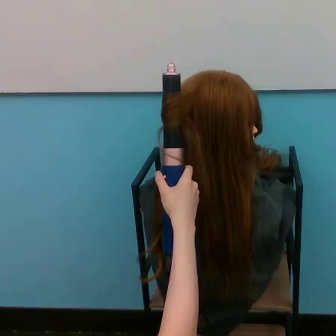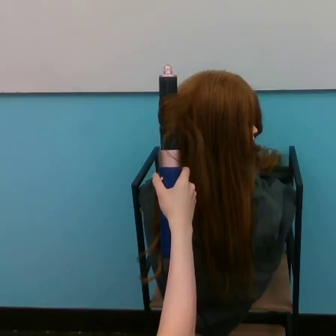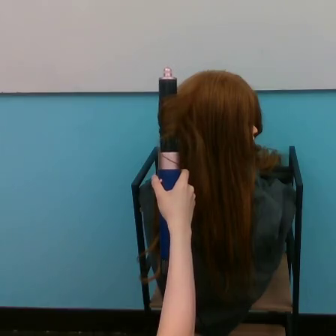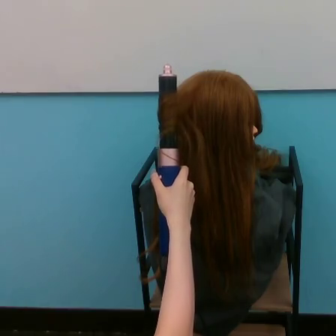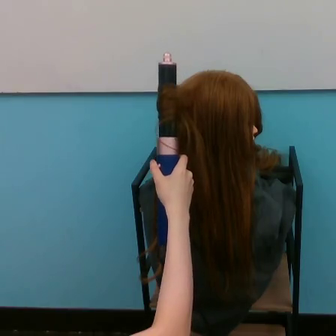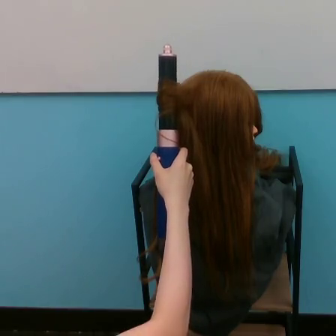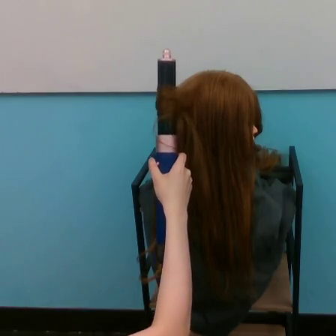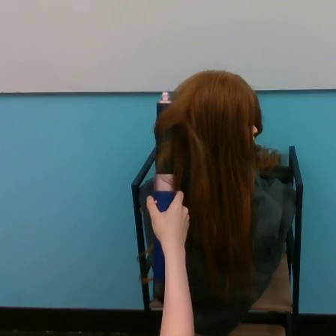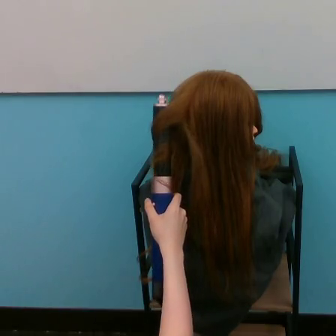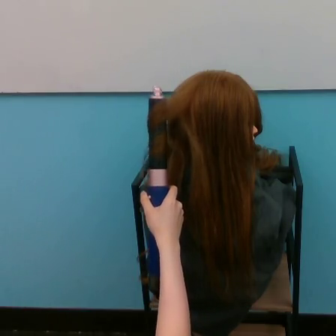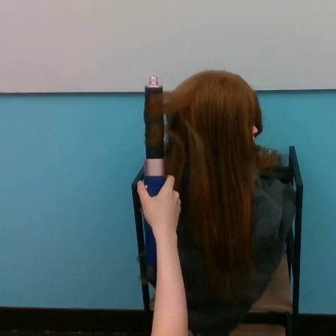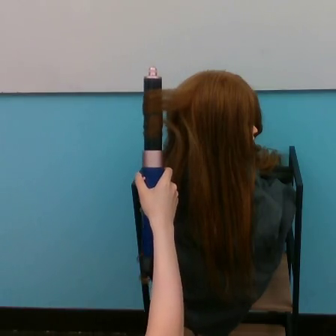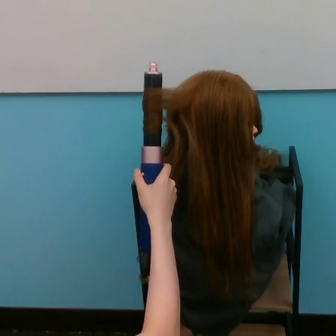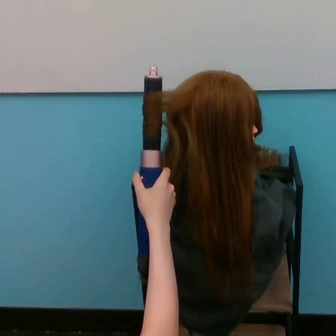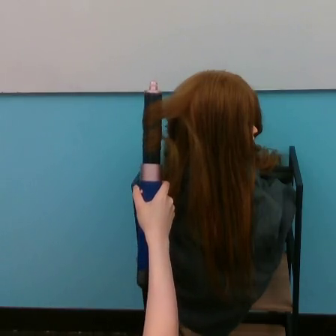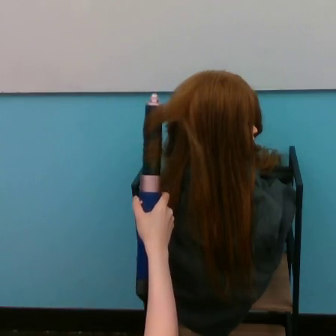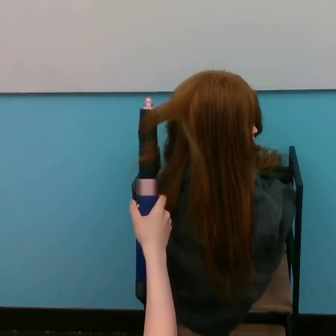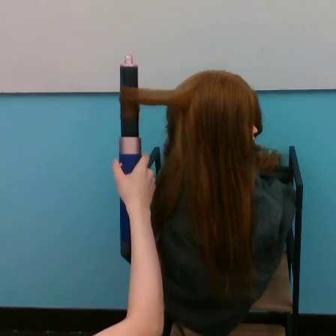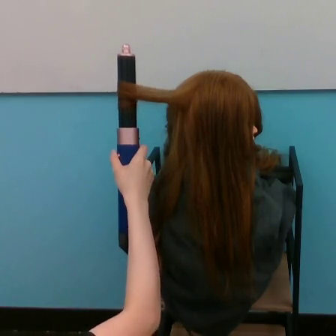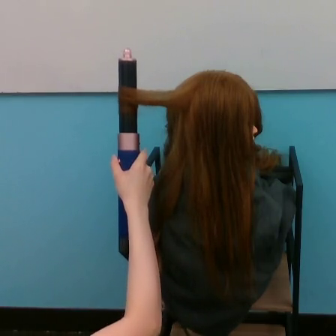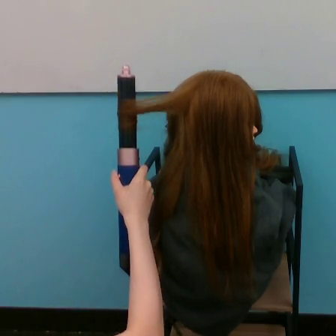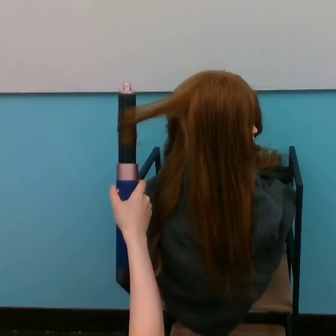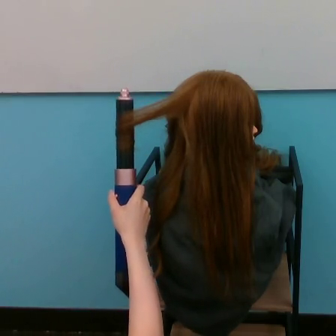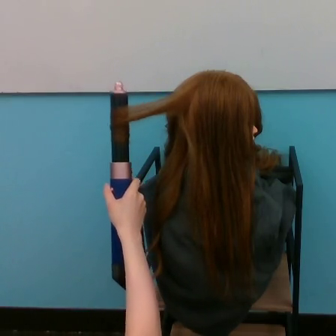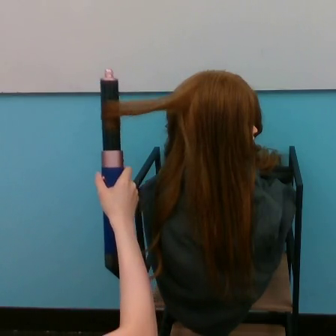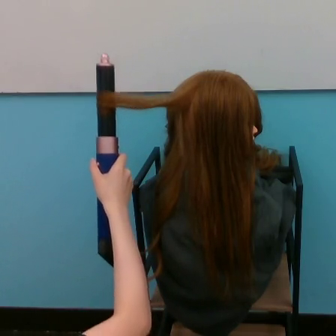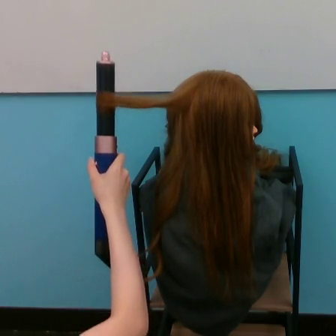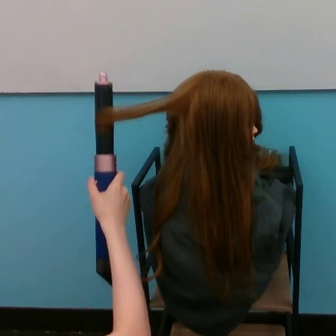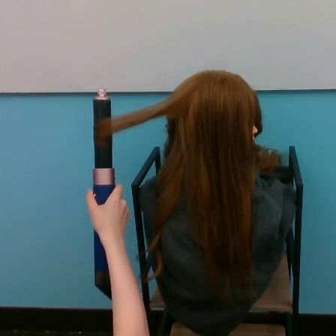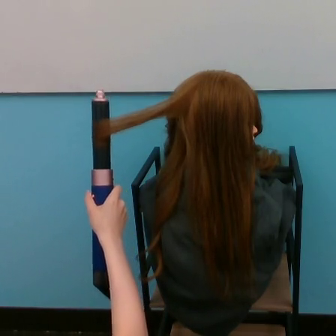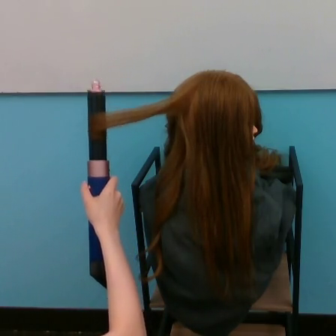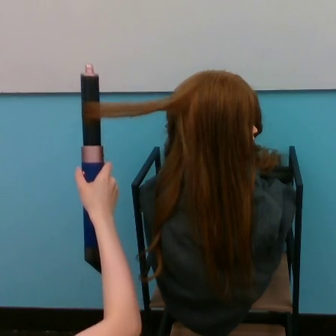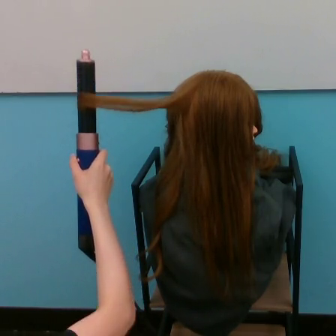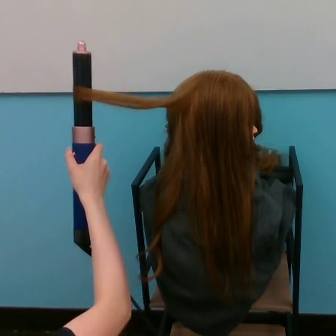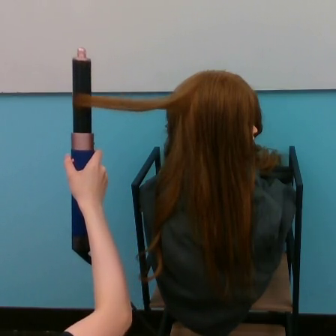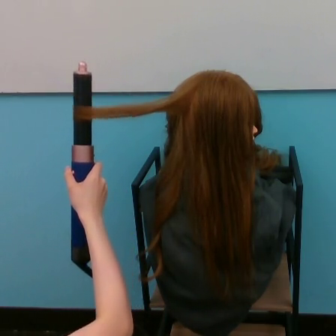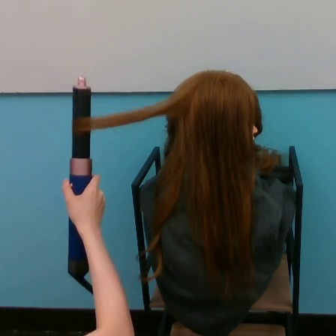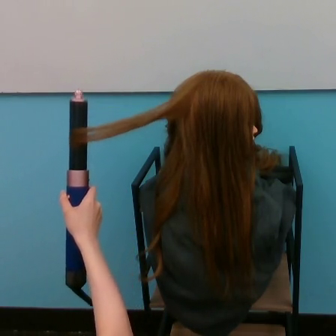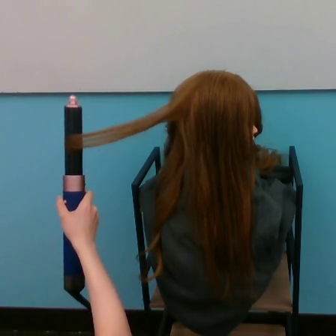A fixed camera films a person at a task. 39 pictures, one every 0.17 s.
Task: curl hair.
Motion: move to the left, making vertical oscillations up and down.
0.00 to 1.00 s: The hand goes upward.
1.00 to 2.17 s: The hand goes downward, then upward.
2.17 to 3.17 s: The hand goes to the left and upward.
3.17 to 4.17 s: The hand goes downward, then upward and to the left.
4.17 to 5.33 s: The hand goes downward, then upward and to the left.
5.33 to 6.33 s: The hand goes downward.
